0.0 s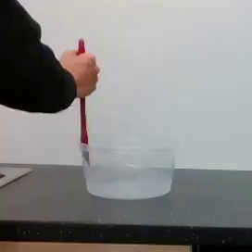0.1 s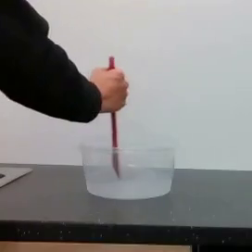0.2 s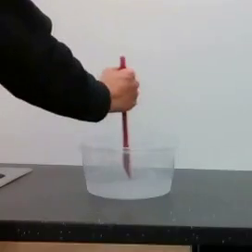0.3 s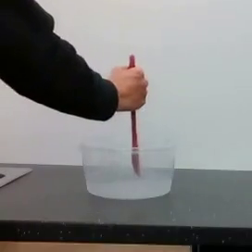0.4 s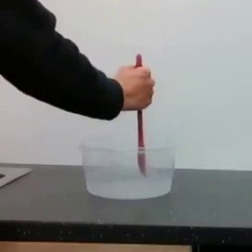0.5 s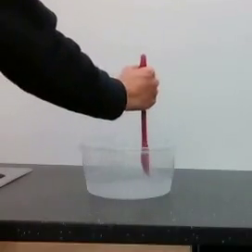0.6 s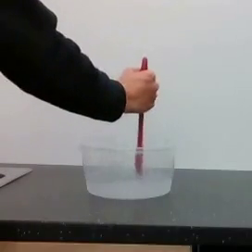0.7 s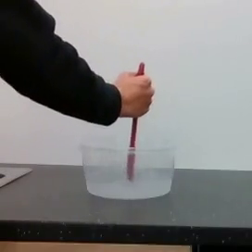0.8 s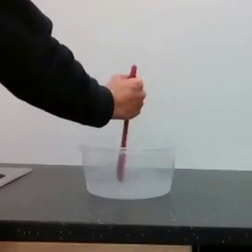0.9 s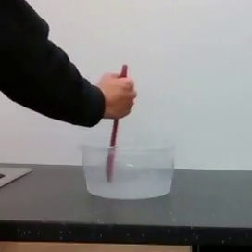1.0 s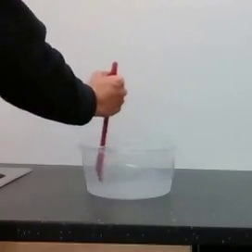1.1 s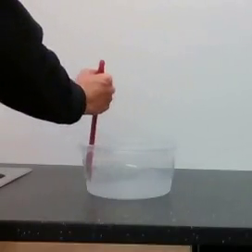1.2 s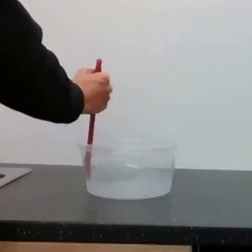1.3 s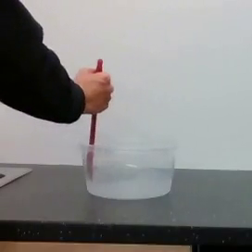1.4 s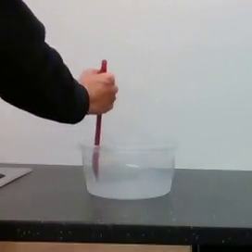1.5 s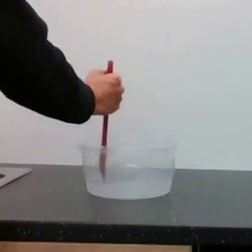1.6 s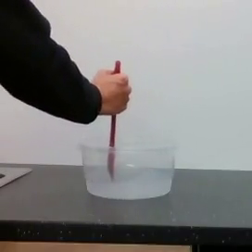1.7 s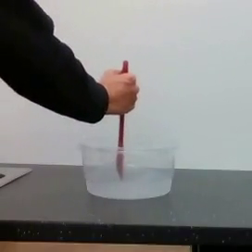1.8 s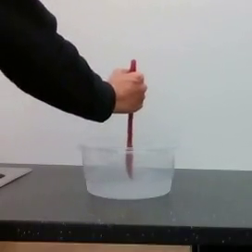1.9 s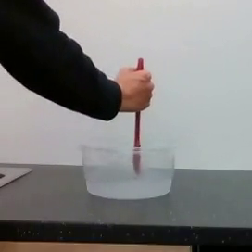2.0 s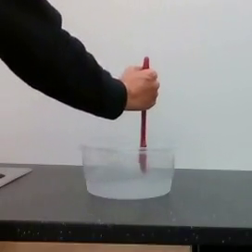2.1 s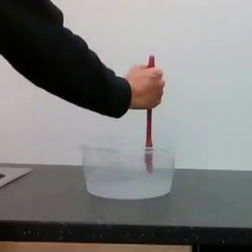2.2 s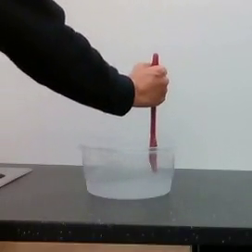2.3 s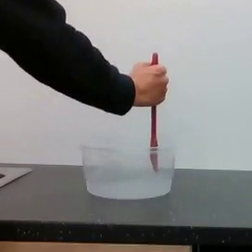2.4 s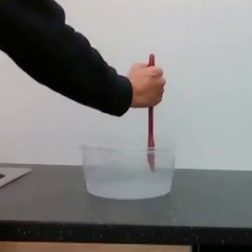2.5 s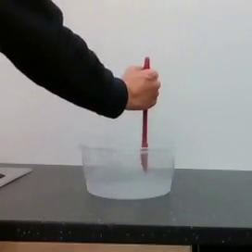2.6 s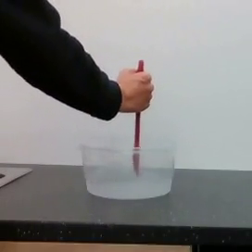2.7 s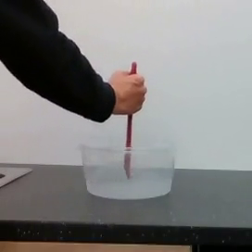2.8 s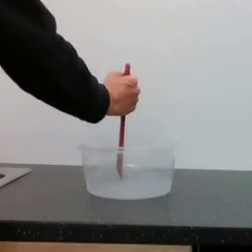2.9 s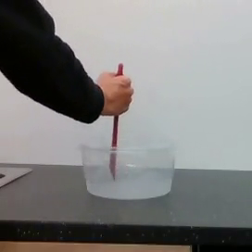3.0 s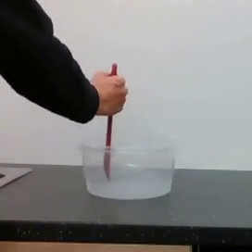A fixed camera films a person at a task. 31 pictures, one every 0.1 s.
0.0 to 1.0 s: The hand goes to the right, then to the left.
1.0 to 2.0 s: The hand goes to the right.
2.0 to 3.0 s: The hand goes to the left.
Task: stir.
Motion: move to the right and move to the left, repeating this sequence 2 times.
